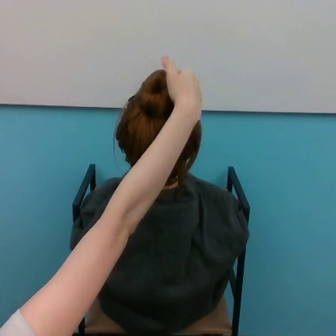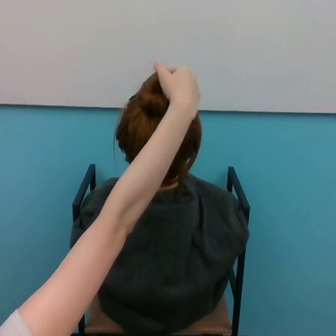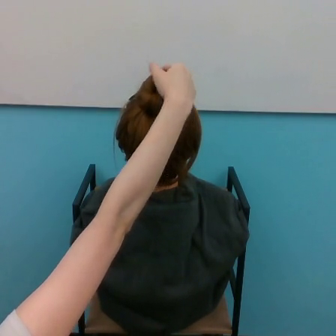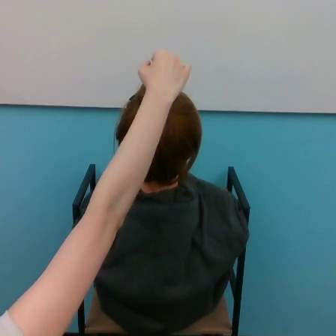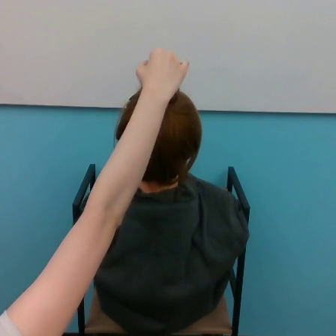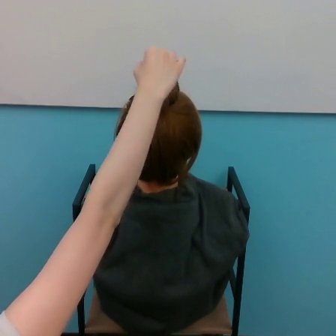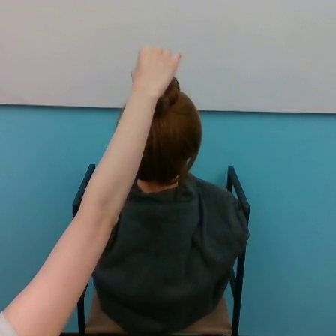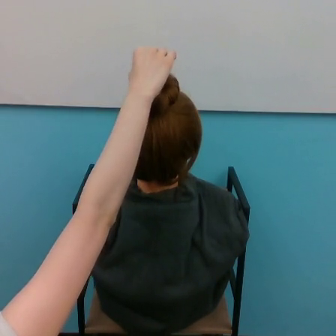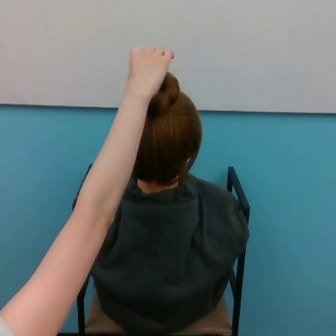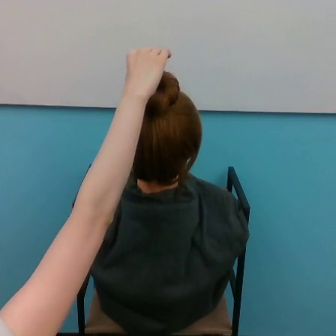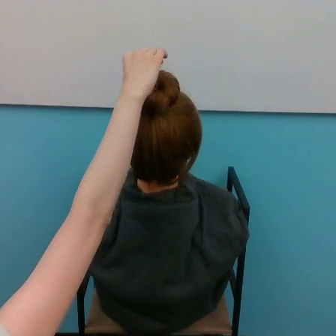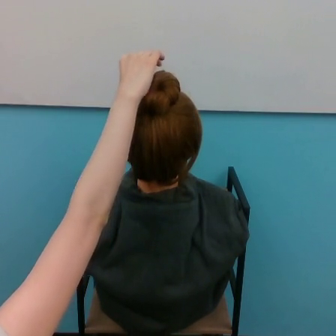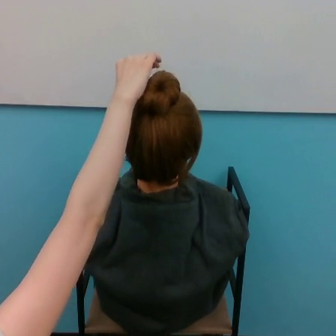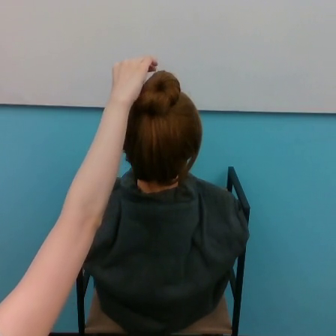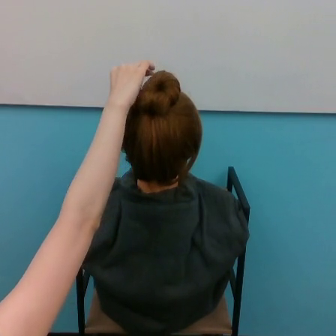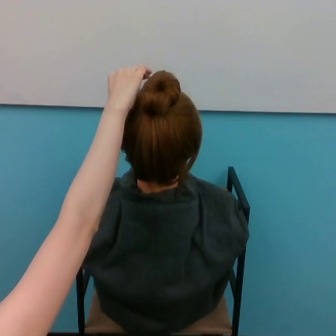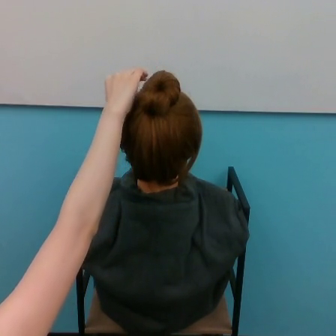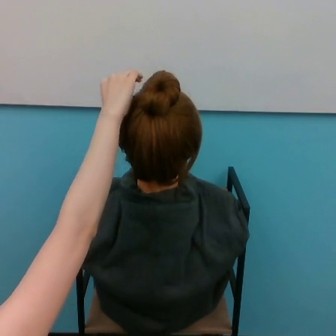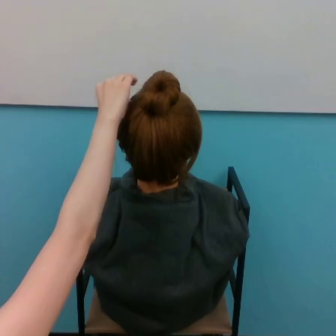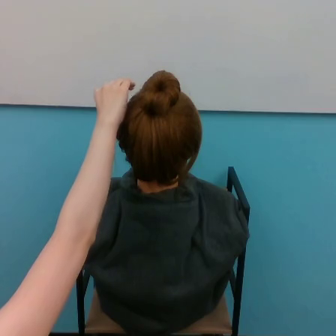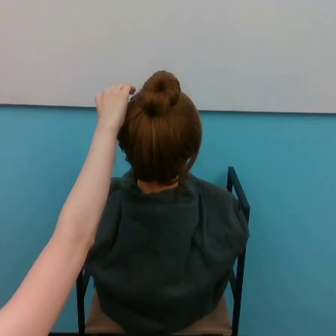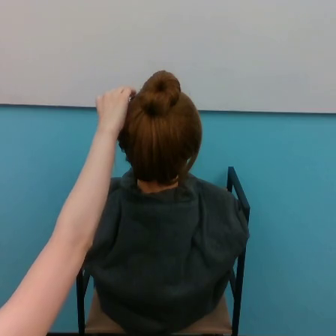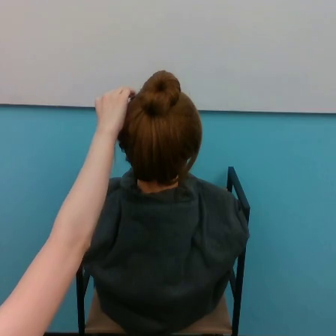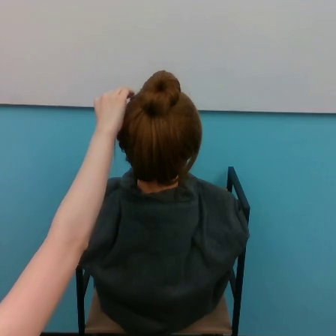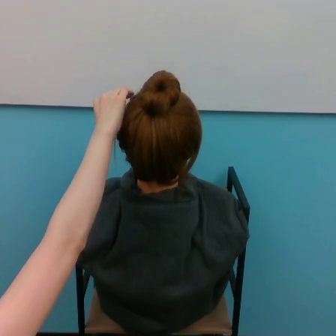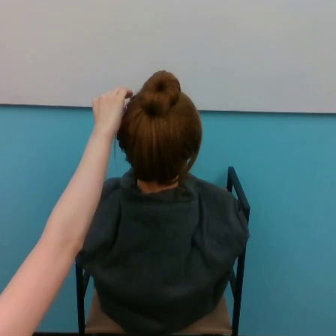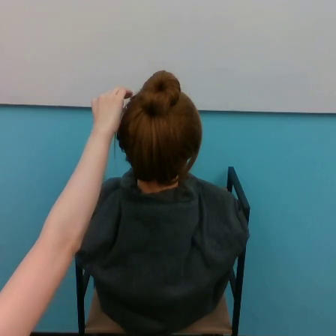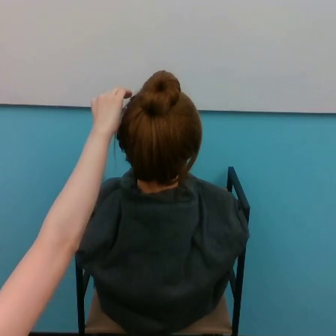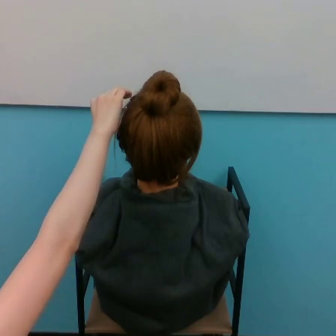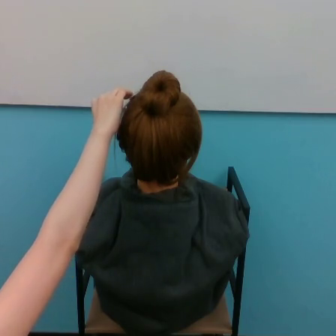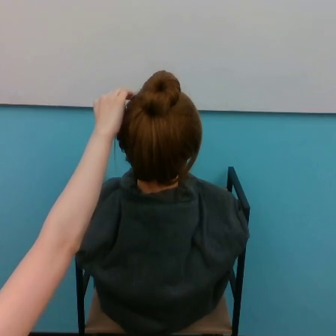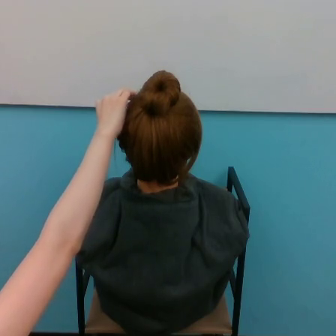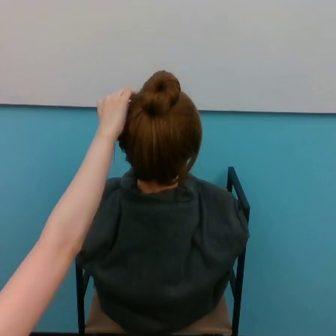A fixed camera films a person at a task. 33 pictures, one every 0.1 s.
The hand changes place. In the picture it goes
to the left.
0.0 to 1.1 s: The hand goes to the left and upward.
1.1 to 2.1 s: The hand goes downward and to the left.
2.1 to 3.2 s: The hand moves only a little.
Task: tidy back hair.
